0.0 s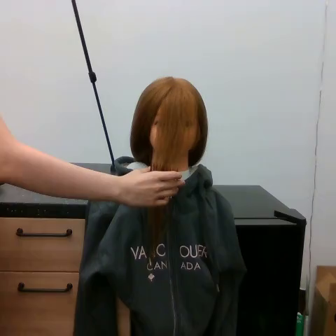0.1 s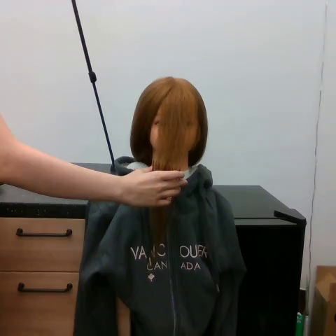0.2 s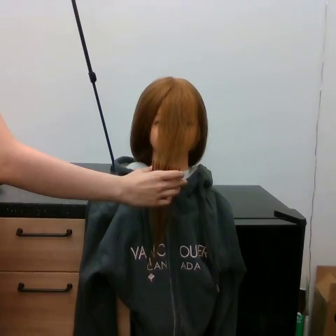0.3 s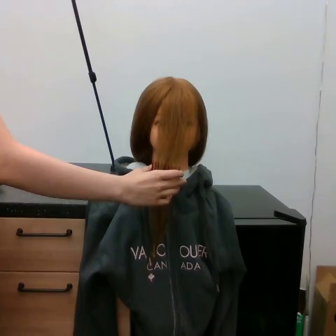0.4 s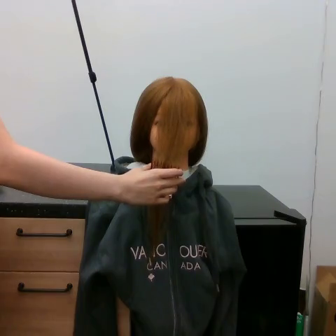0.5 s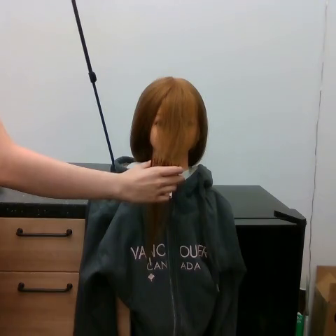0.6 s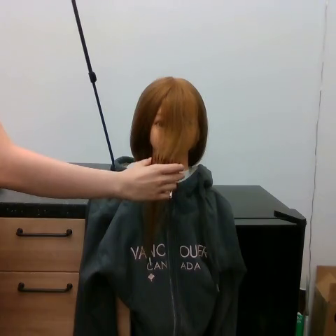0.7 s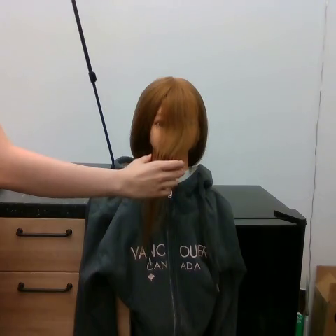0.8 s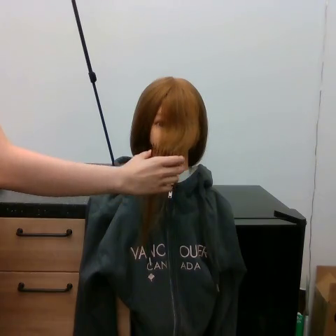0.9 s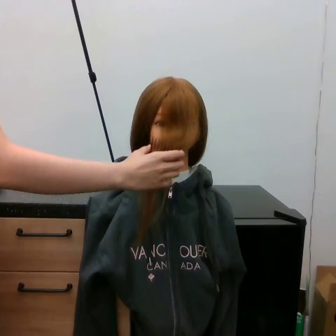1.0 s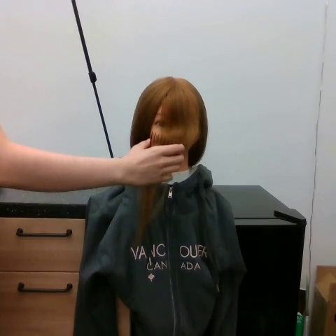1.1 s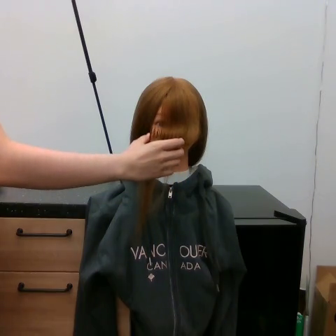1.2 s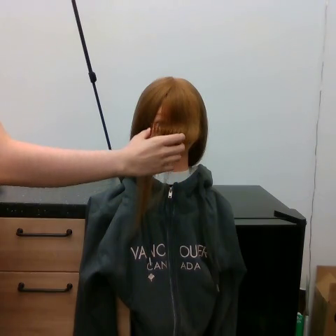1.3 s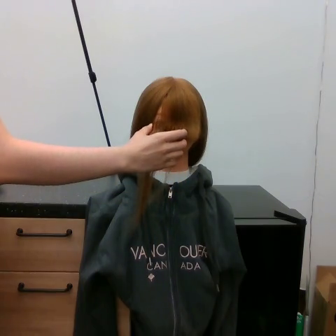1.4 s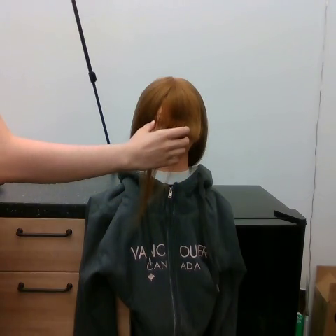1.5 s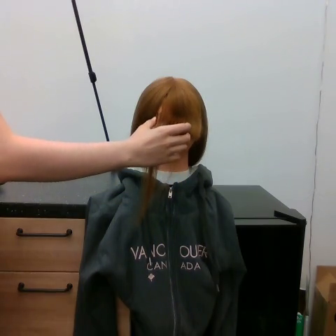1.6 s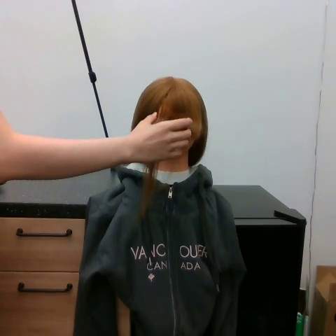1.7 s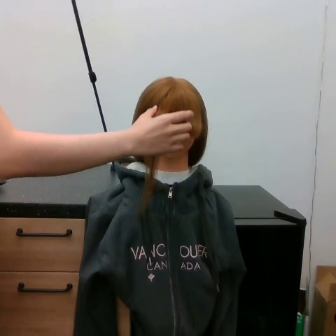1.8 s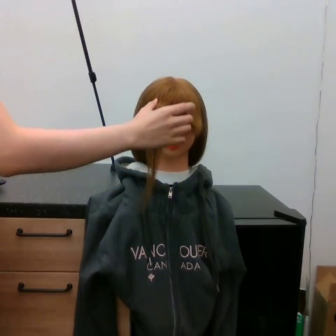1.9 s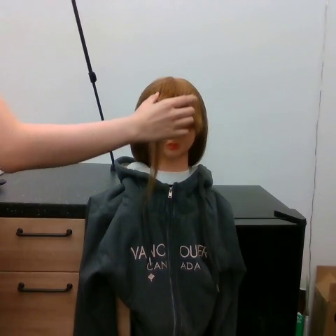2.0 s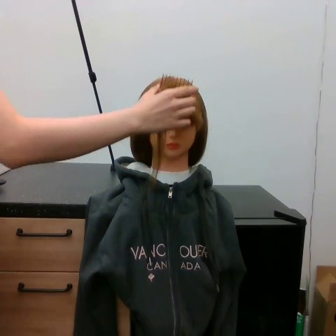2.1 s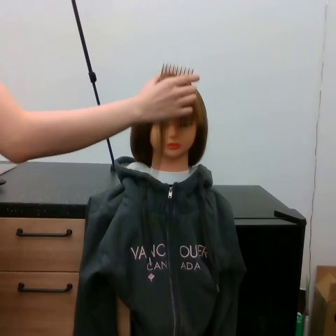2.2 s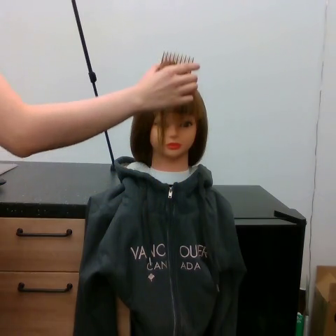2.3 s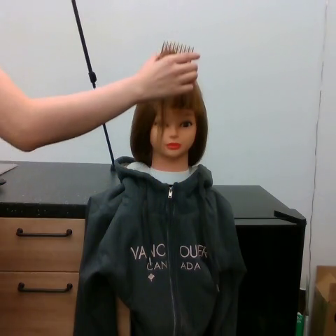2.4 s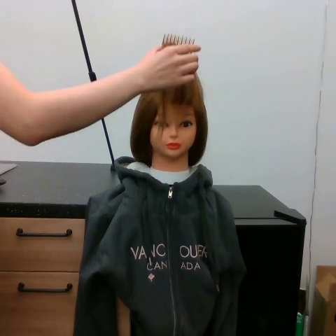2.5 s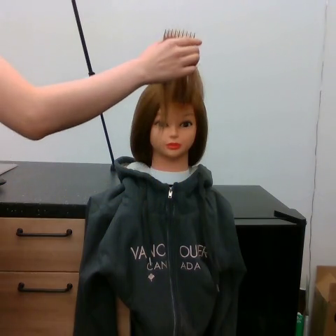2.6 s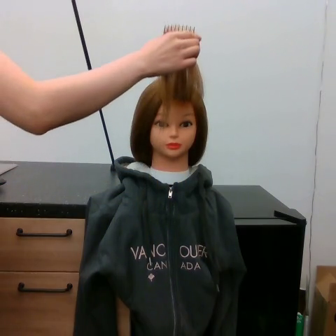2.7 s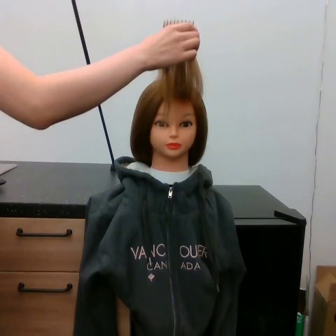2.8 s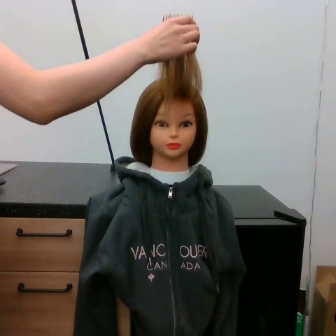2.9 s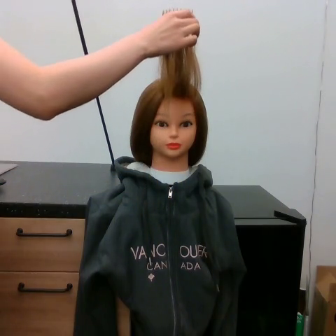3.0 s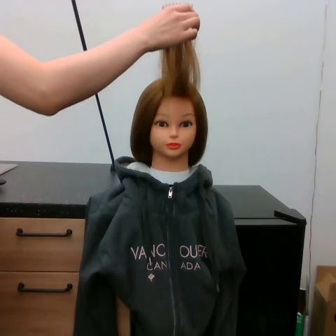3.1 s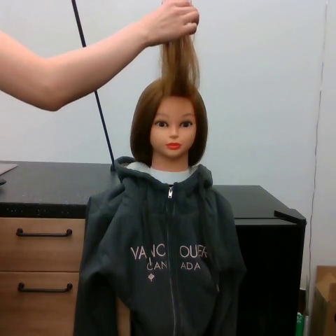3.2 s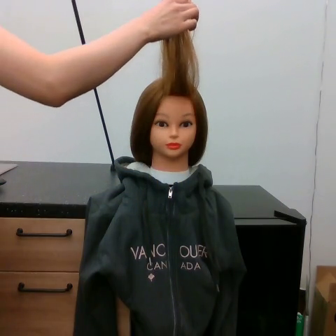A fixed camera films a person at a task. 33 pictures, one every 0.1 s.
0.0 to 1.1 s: The hand goes upward.
1.1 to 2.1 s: The hand goes upward.
2.1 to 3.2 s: The hand goes upward.
Task: tidy front hair.
